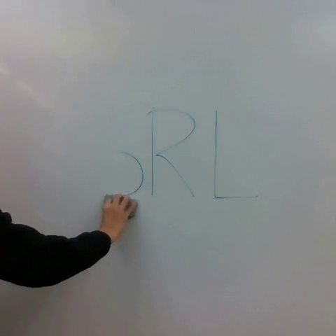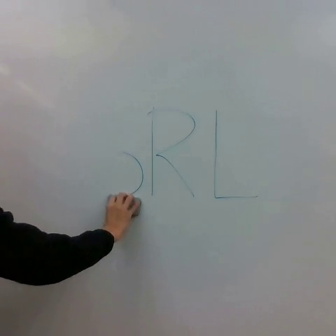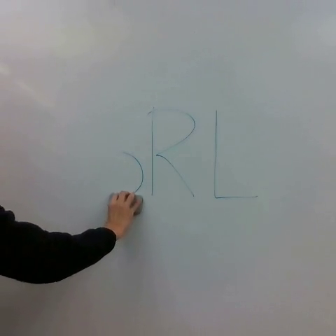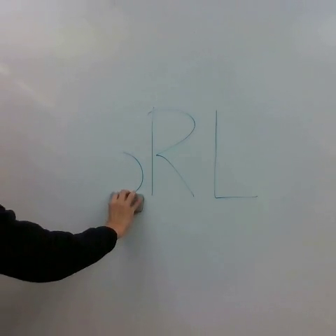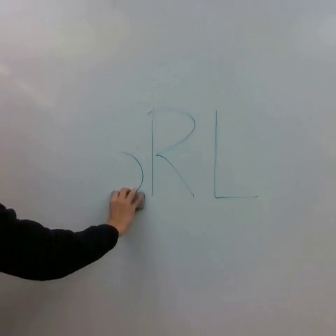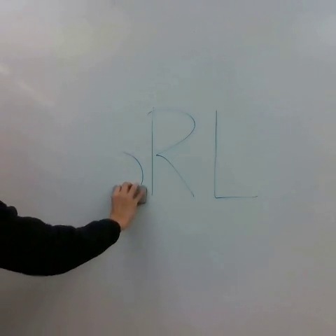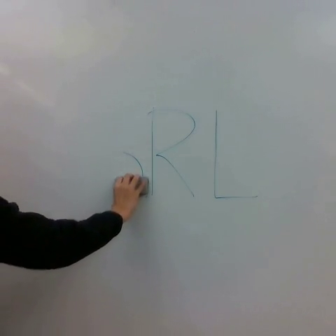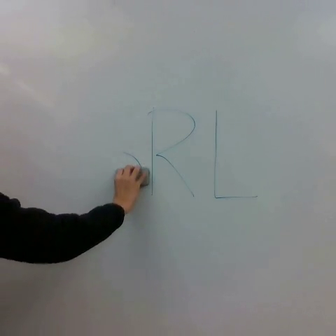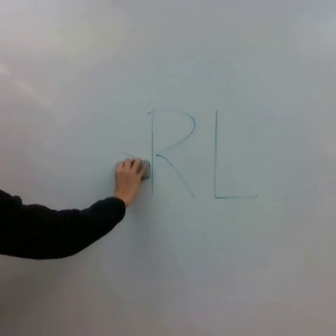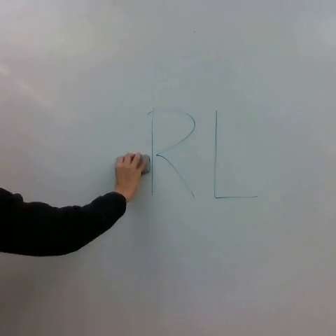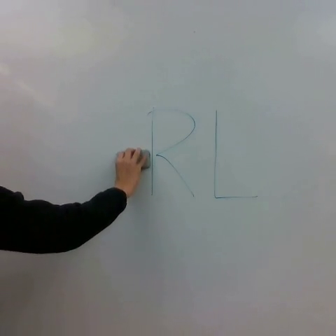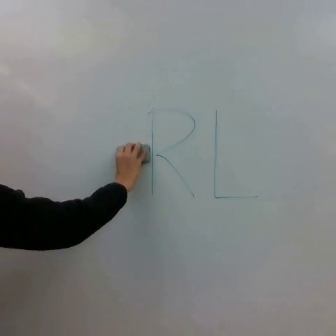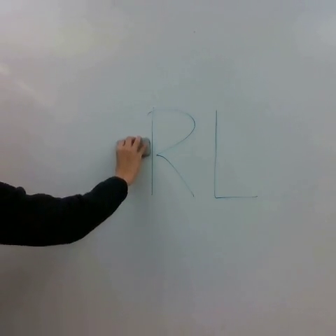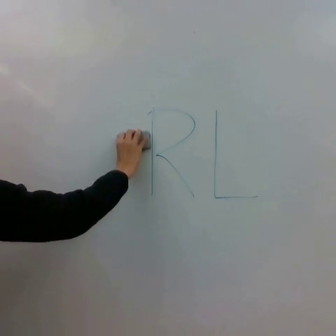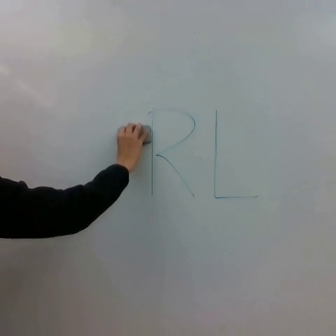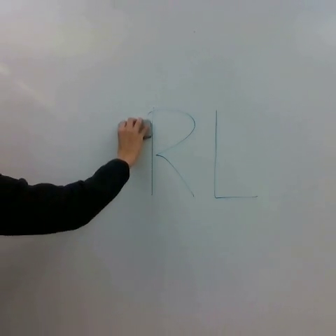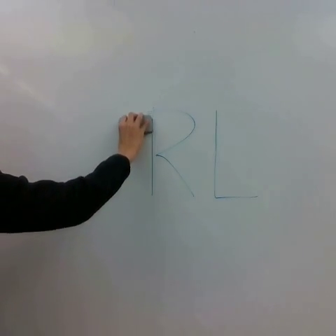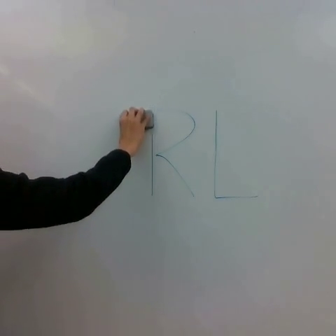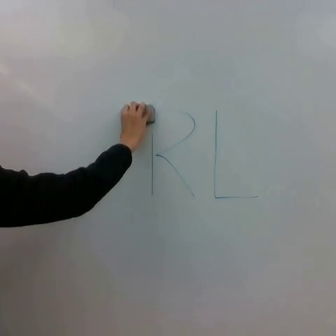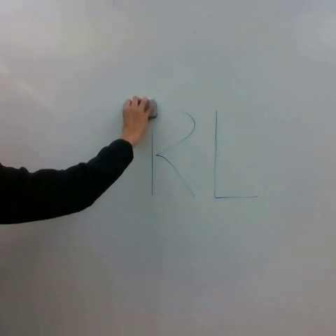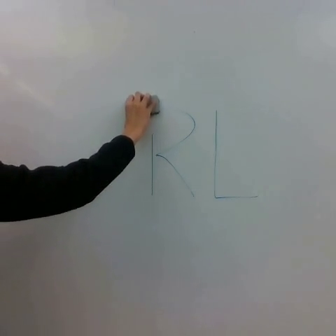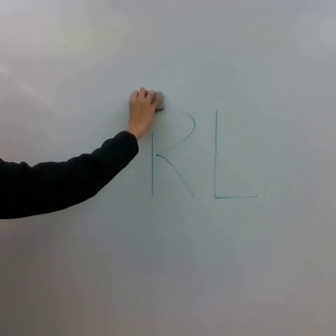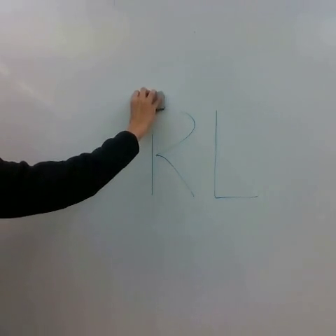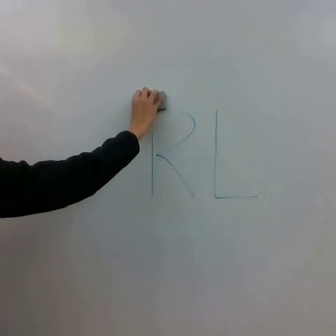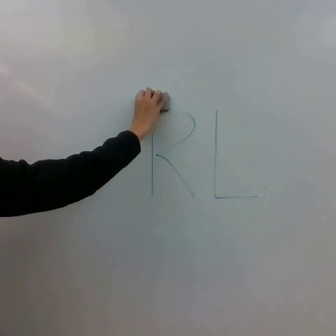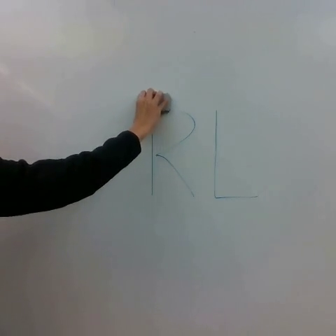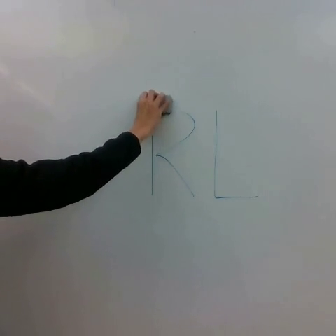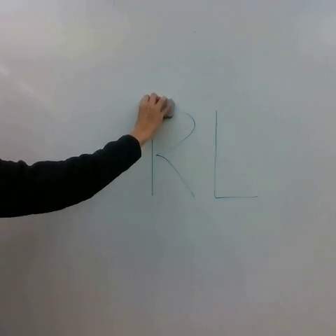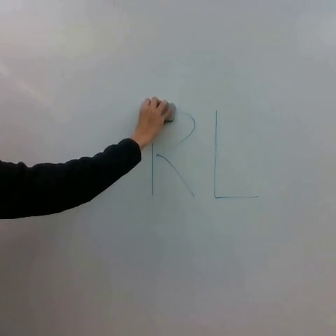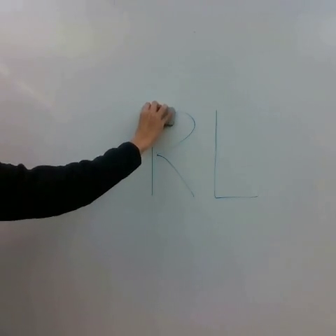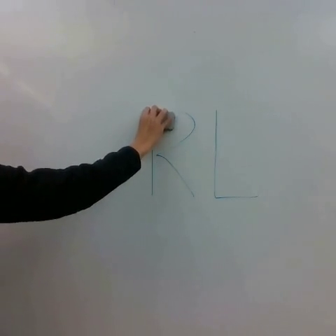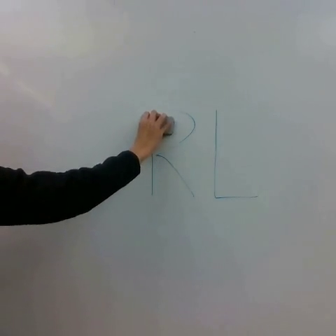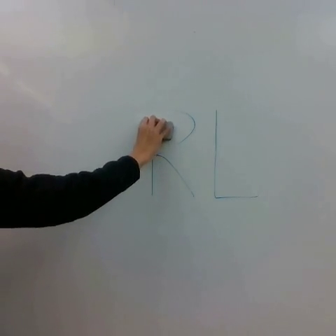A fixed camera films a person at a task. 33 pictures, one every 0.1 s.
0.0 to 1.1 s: The hand goes upward.
1.1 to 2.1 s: The hand goes upward.
2.1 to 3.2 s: The hand goes downward, on a clockwise arc.
Task: erase whiteboard.
